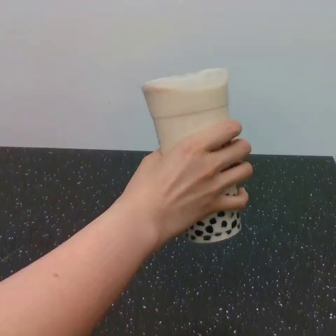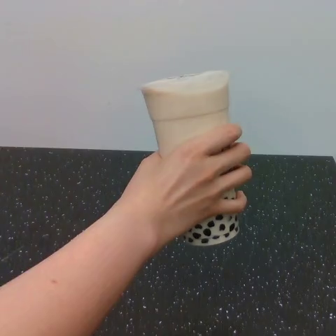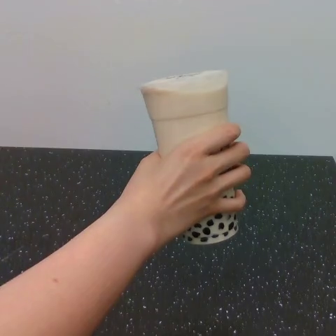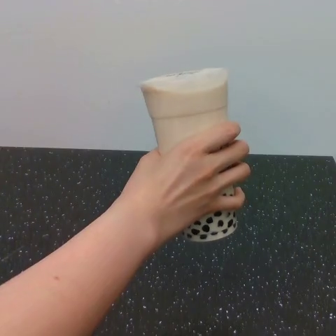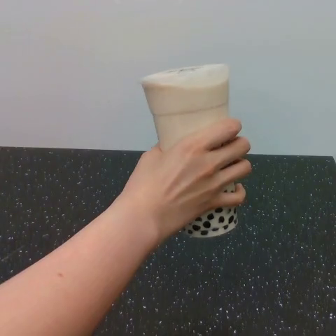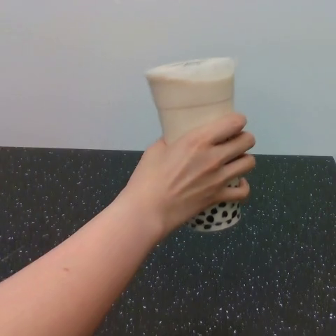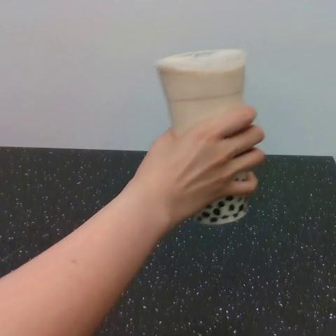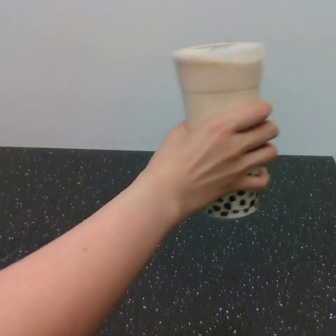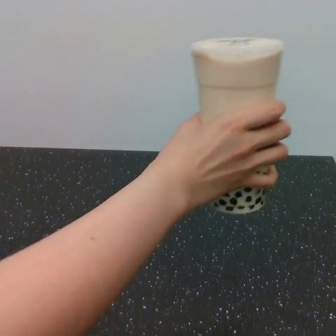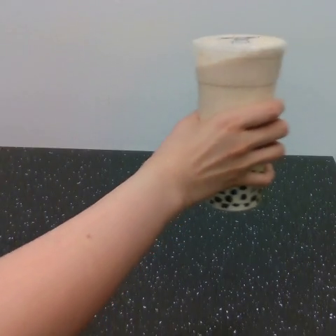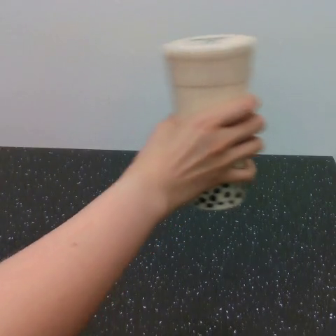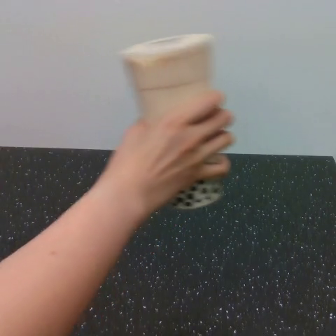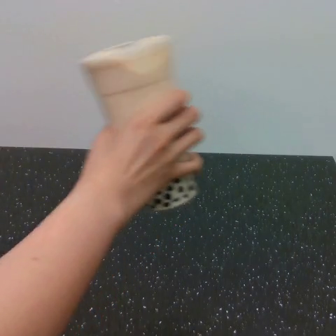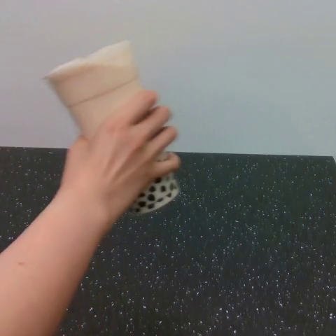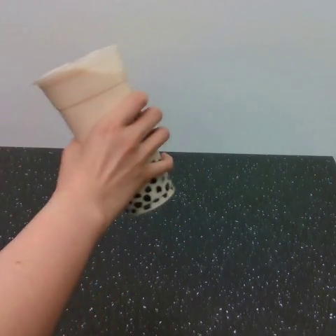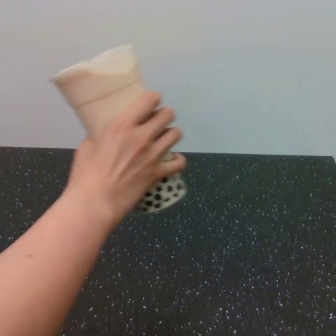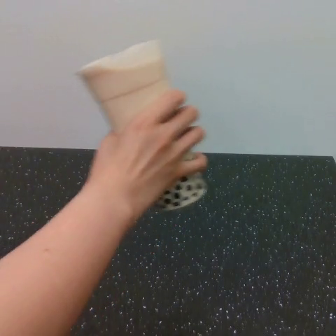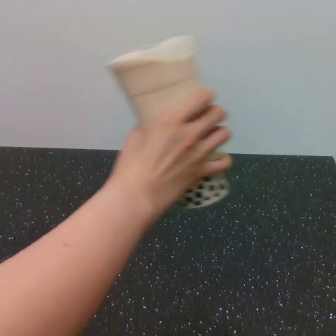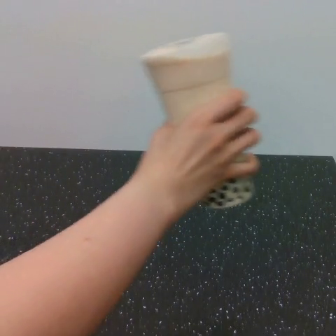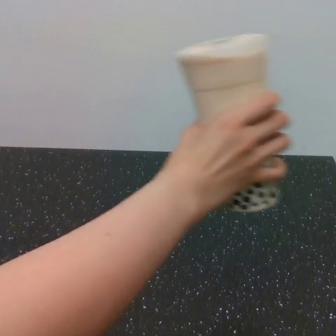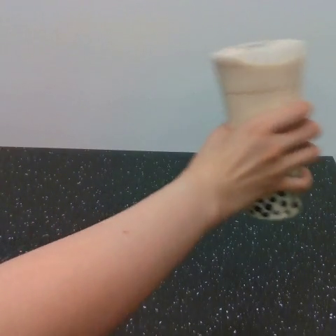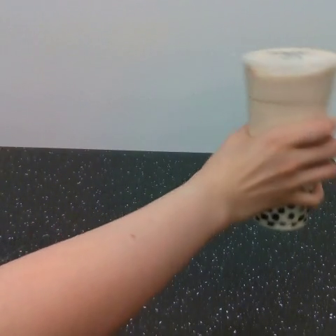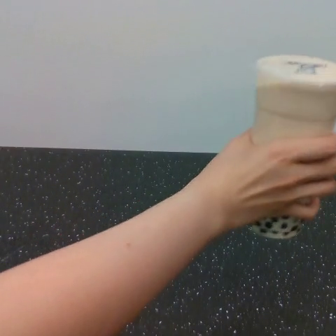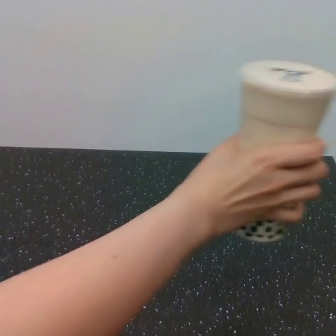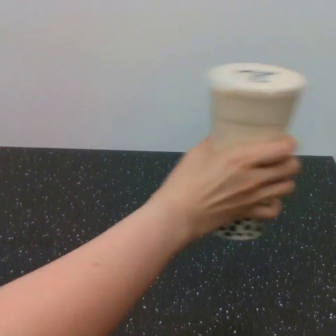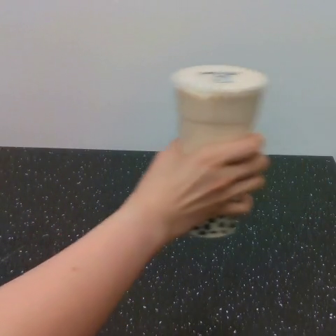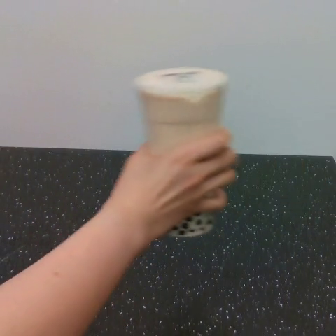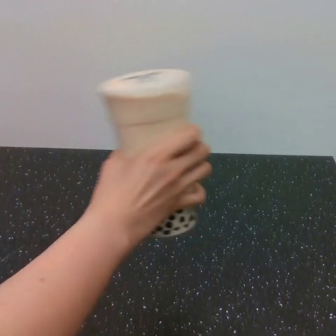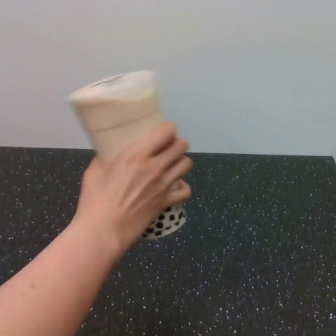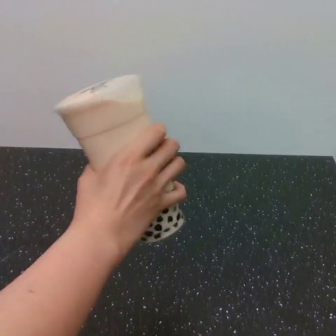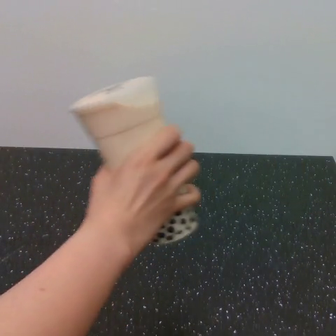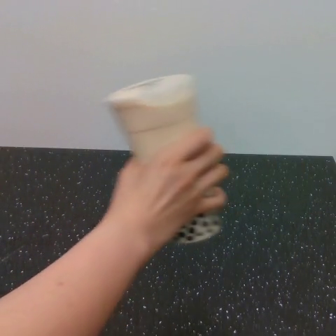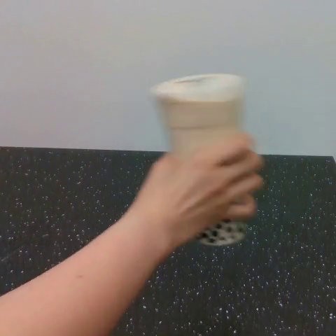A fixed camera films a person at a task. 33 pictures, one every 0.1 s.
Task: shake the boba.
0.0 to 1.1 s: The hand goes to the right and upward, then to the left.
1.1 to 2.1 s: The hand goes to the right.
2.1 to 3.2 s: The hand goes to the left, then to the right.
